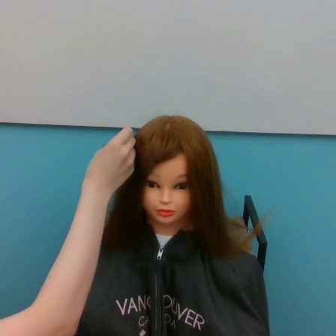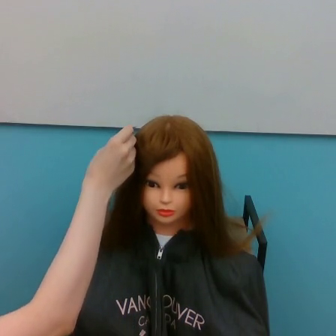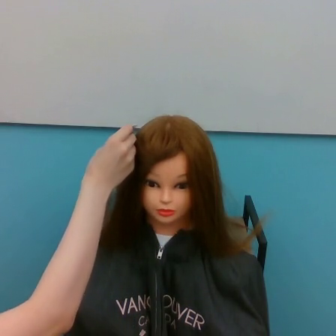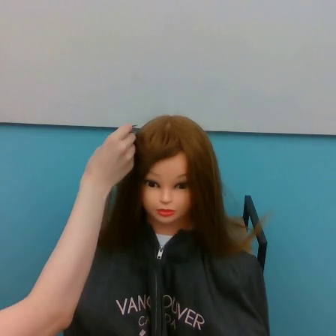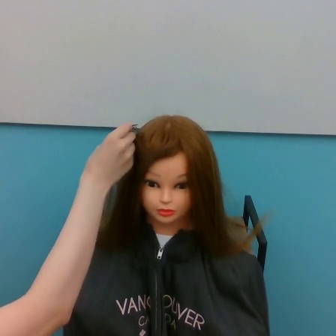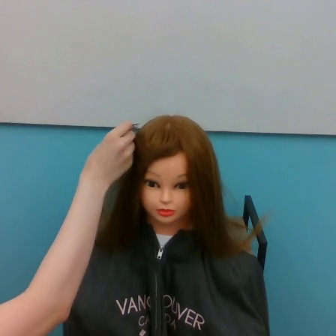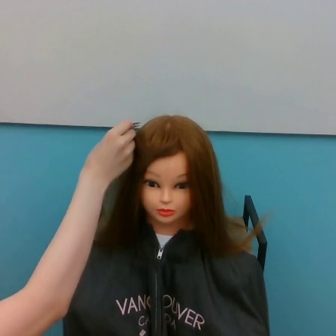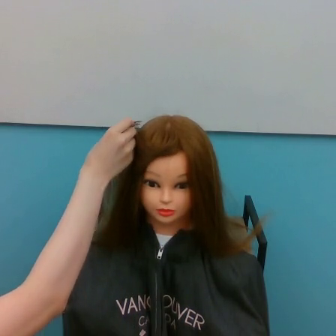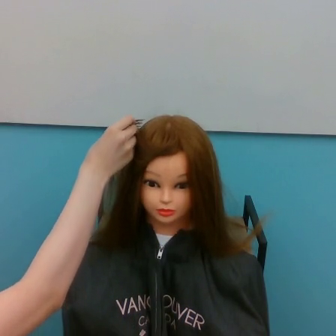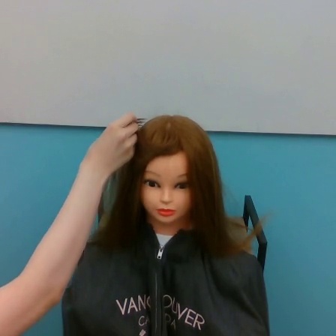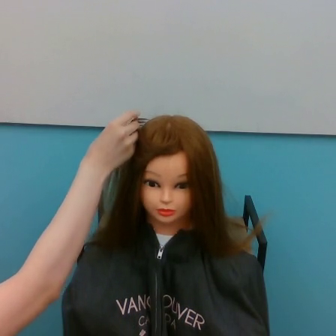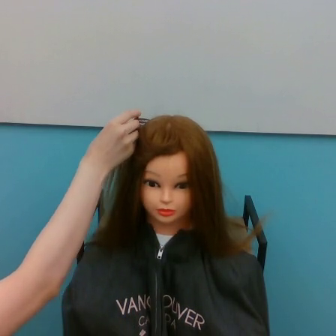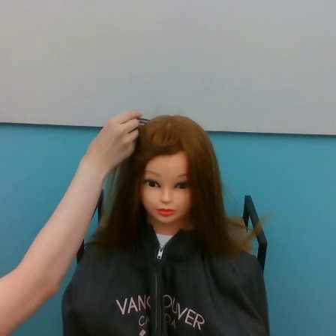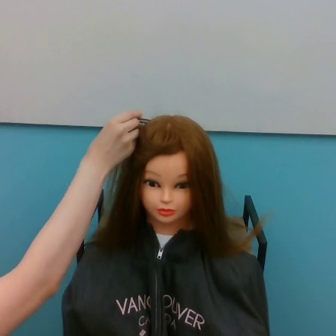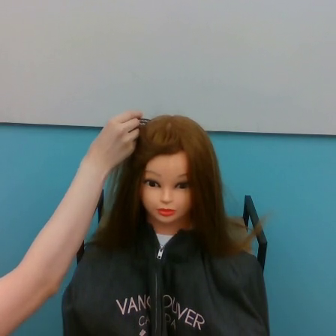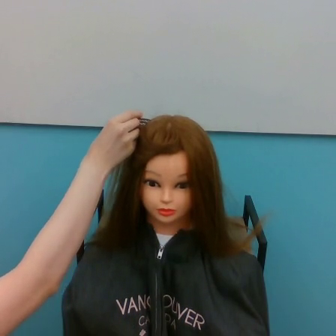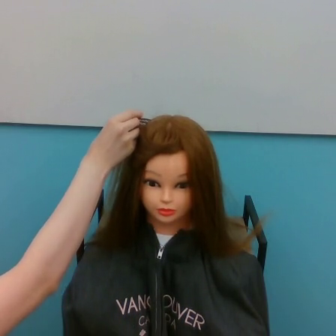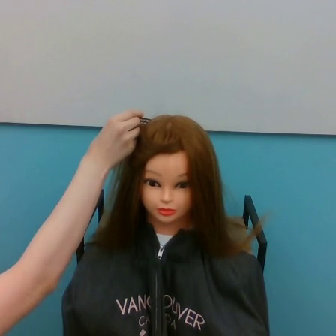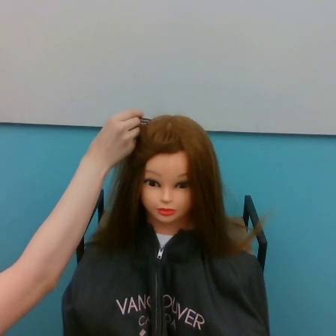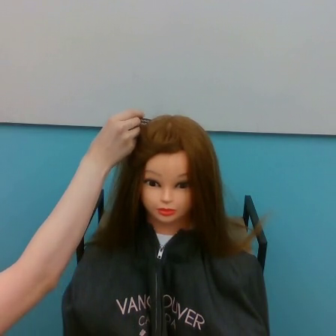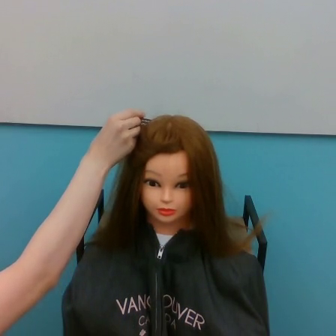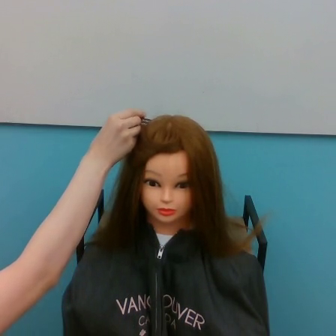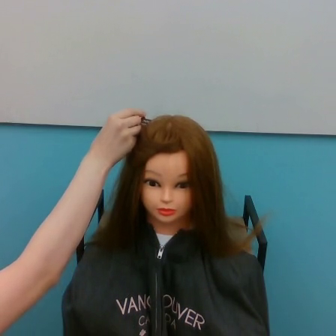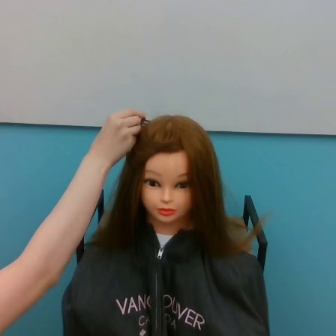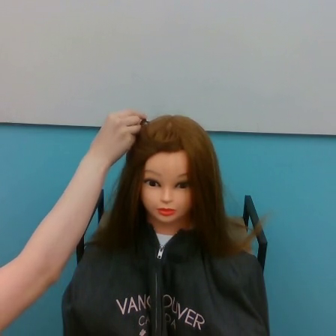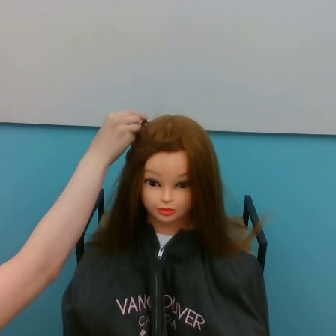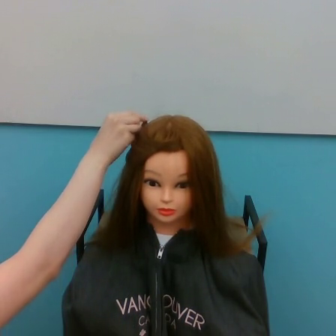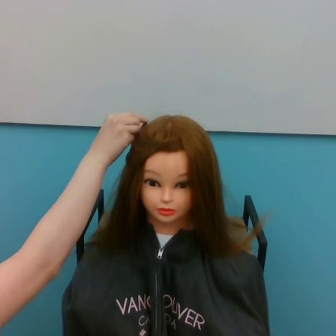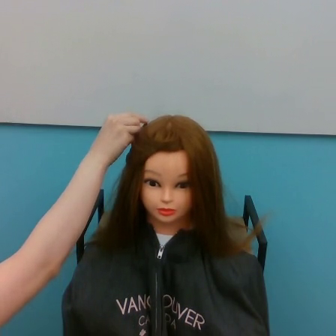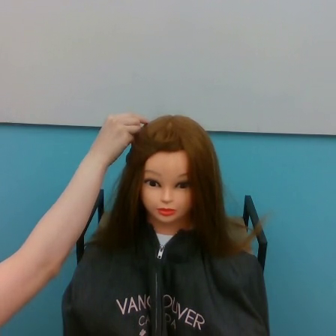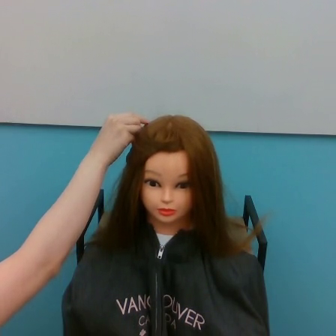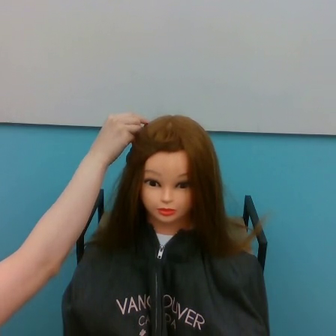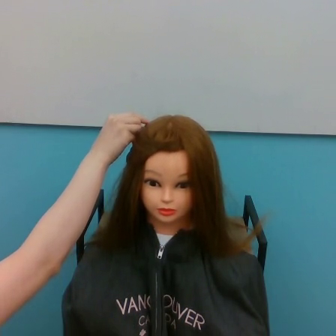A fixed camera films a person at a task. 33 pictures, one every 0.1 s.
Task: tidy front hair.
0.0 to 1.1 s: The hand goes upward.
1.1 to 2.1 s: The hand moves only a little.
2.1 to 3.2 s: The hand stays where it is.
